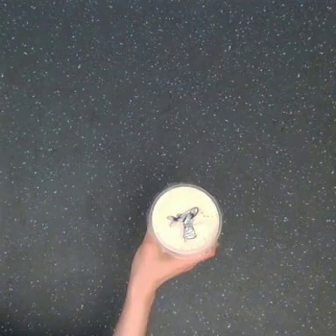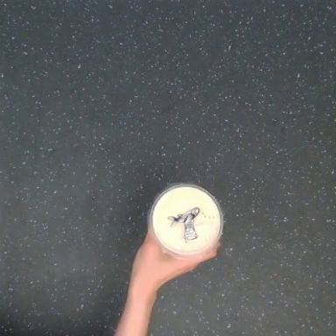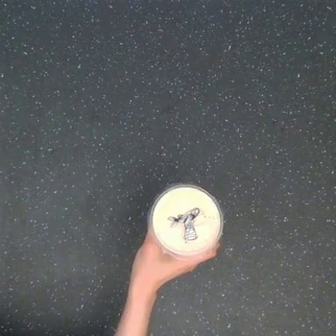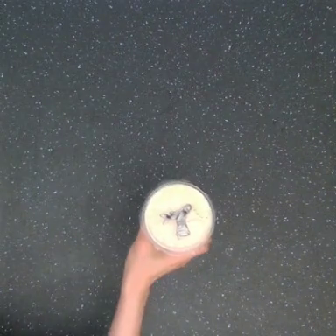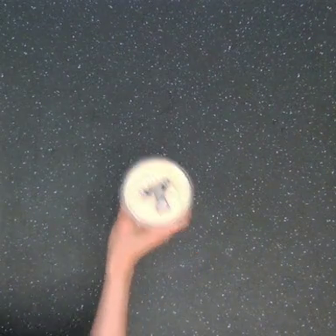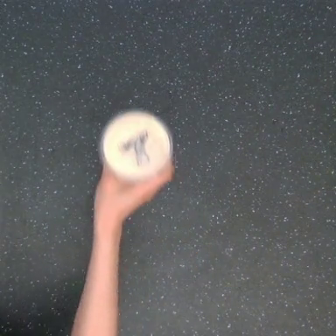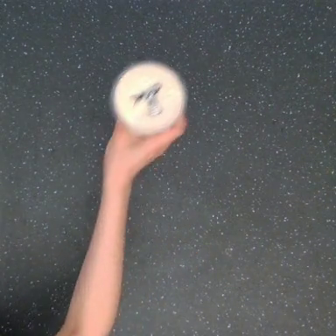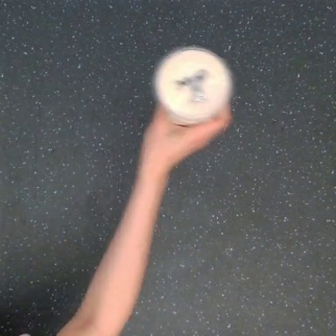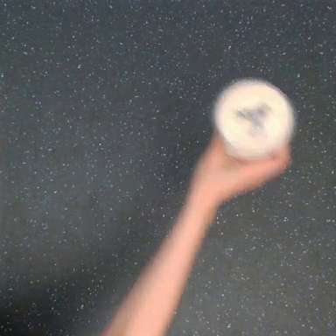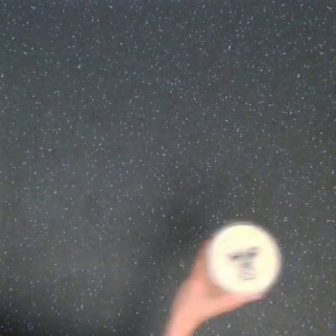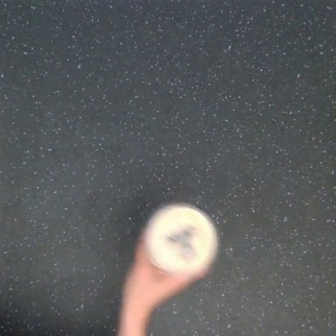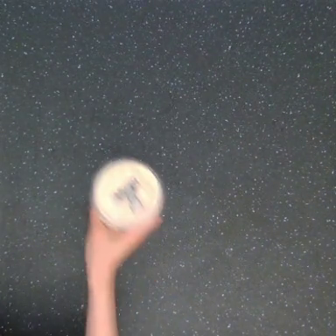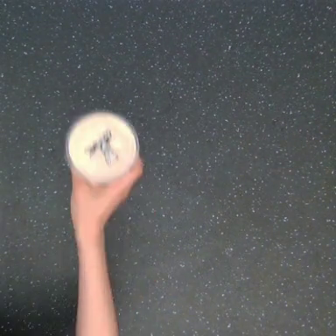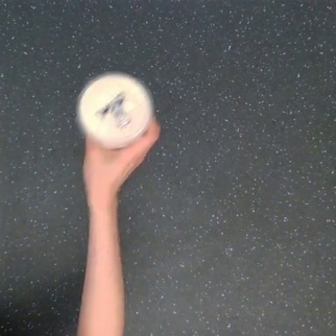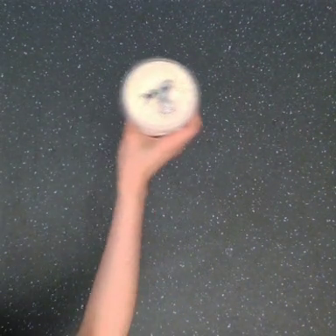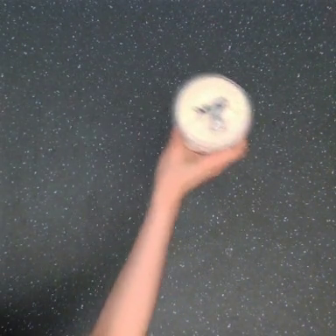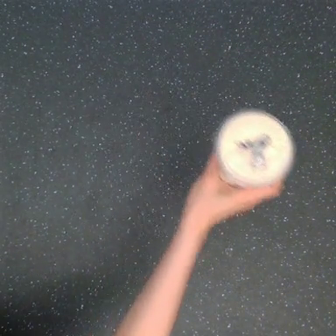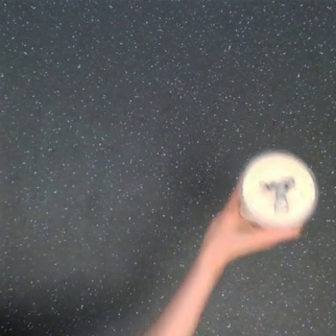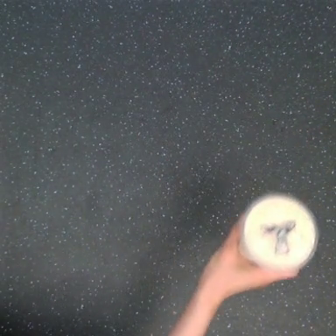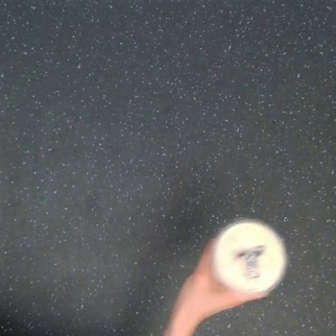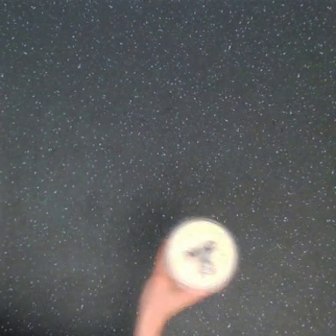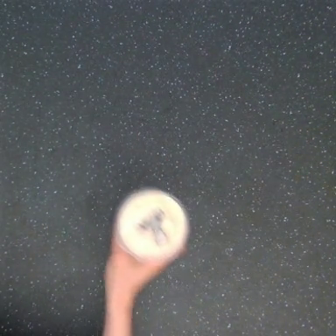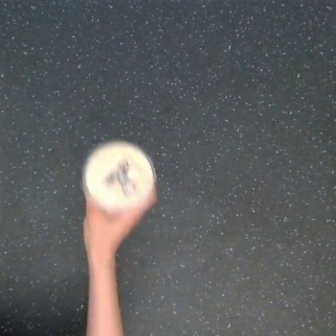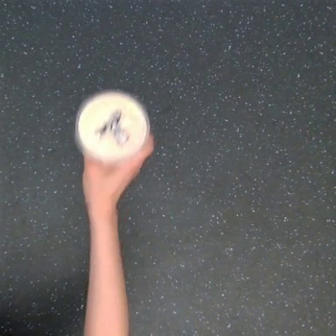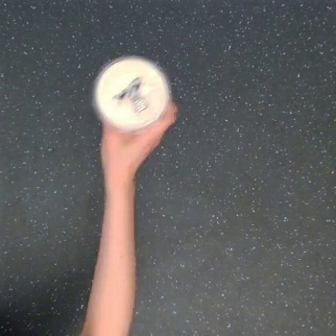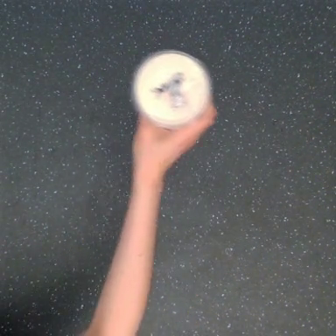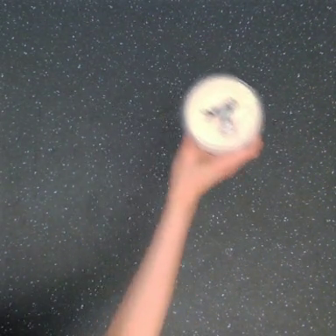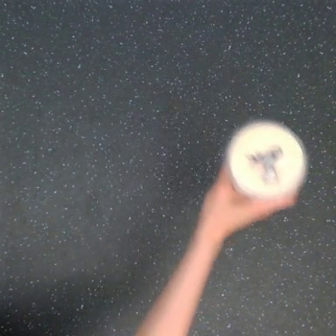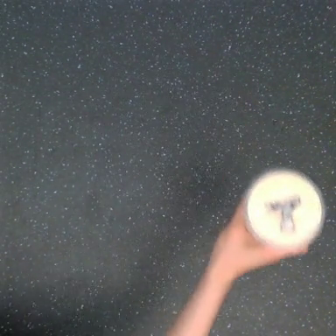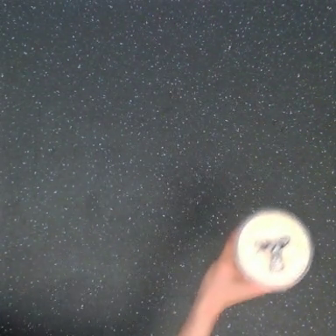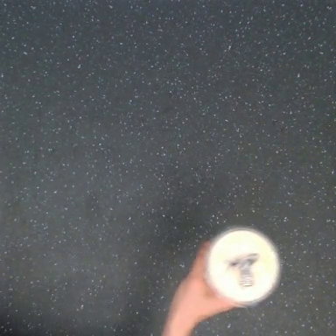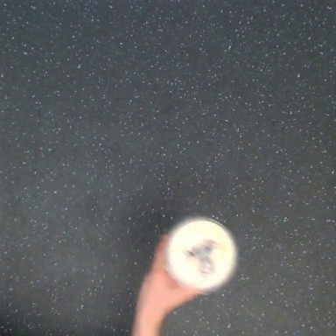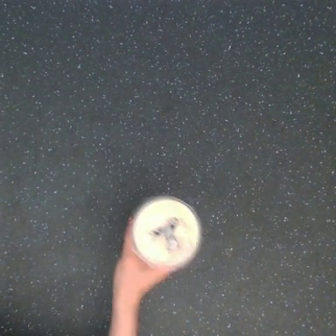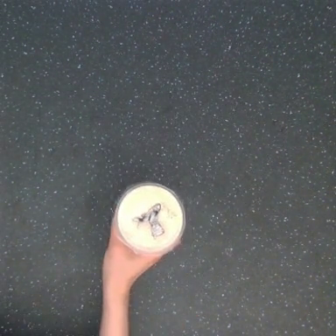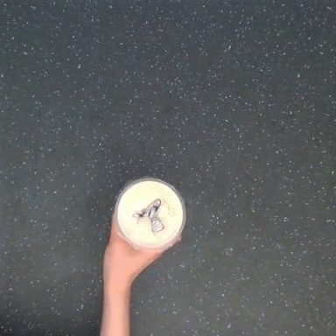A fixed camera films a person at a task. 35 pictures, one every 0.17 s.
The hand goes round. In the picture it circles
clockwise.
0.00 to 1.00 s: The hand goes upward.
1.00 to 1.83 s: The hand goes to the right, then to the left.
1.83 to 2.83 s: The hand goes to the right.
2.83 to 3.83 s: The hand goes to the left and upward.
3.83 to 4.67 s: The hand goes to the right and downward.
4.67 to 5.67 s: The hand goes to the left.
In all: It circles clockwise, turning through about 1080 degrees.
Task: shake the boba.
Motion: make 3 circular motions clockwise.
